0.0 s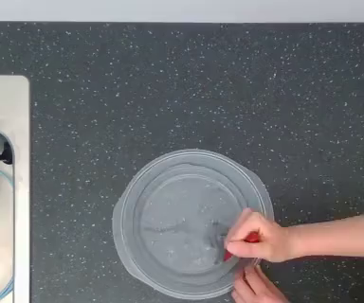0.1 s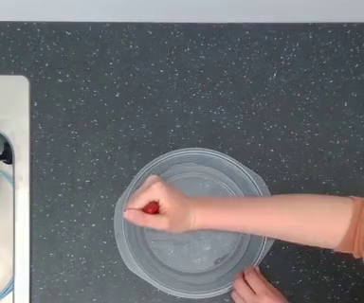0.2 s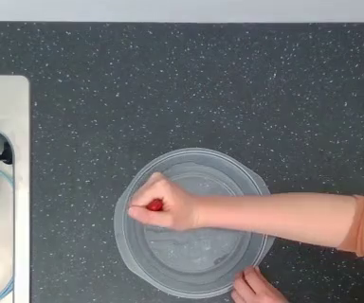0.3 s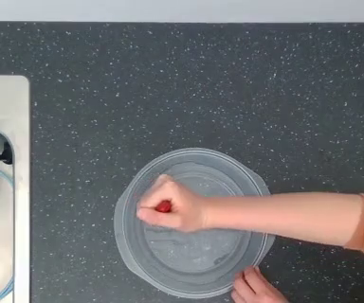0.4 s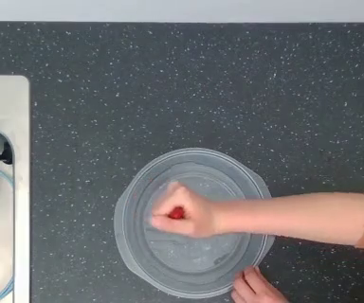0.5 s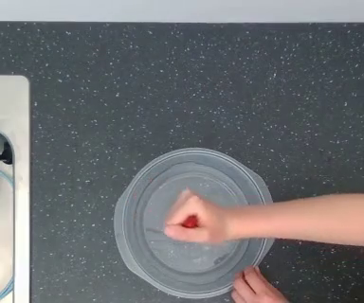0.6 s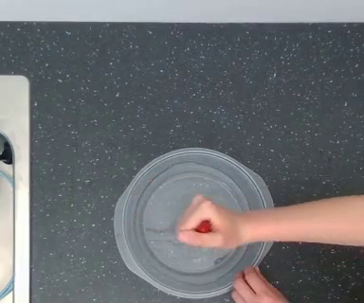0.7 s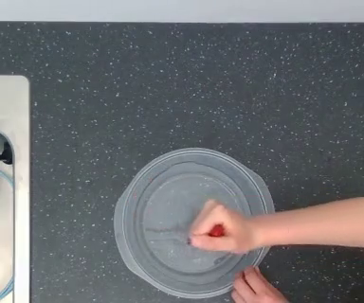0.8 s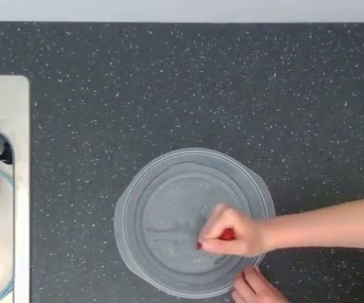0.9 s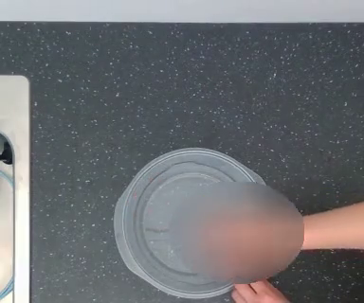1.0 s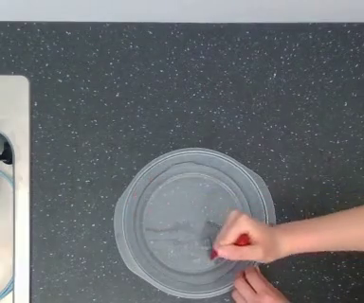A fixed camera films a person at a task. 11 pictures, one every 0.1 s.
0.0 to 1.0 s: The hand goes to the left, then to the right and downward.
Task: stir.
Motion: move upward and to the left, then move downward and to the right.
